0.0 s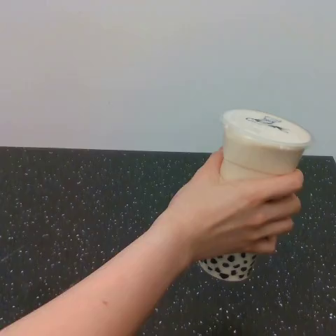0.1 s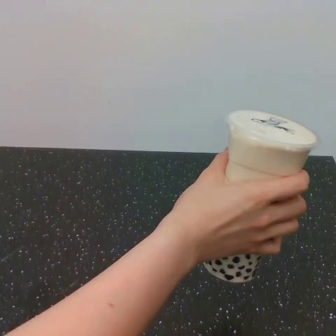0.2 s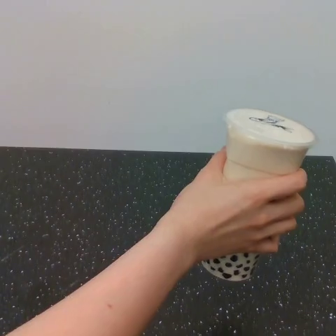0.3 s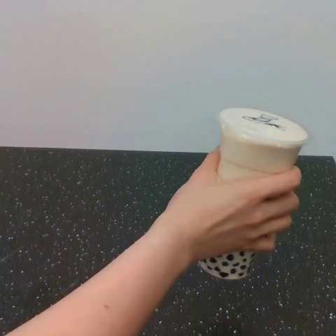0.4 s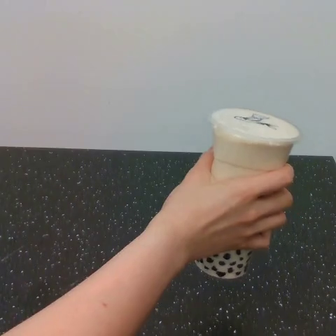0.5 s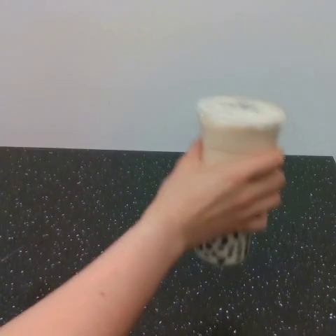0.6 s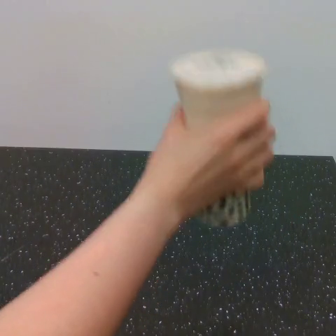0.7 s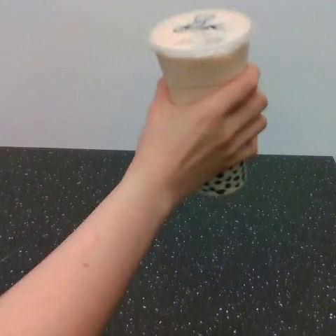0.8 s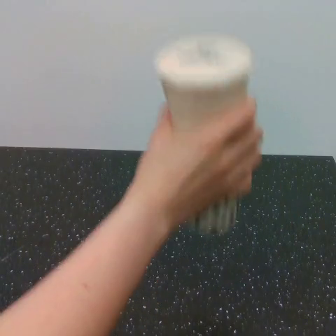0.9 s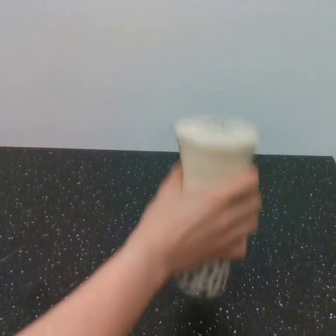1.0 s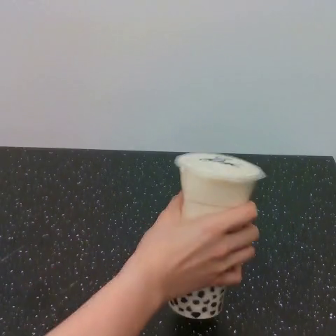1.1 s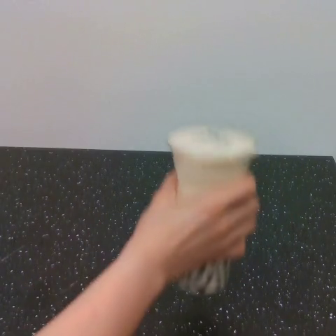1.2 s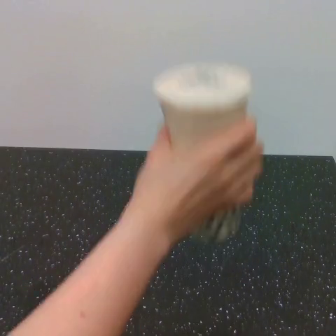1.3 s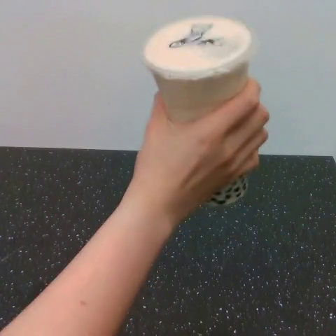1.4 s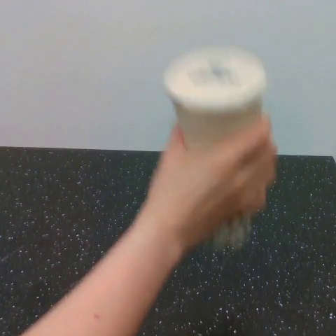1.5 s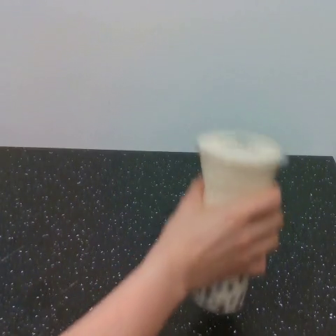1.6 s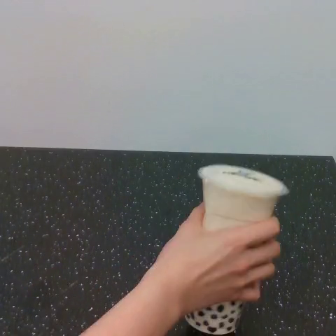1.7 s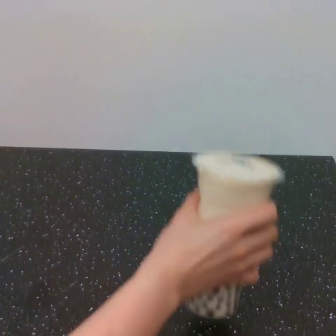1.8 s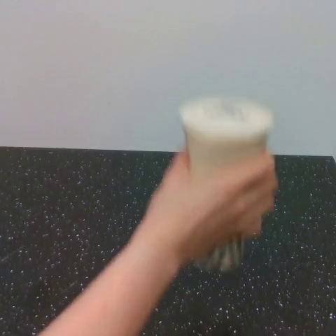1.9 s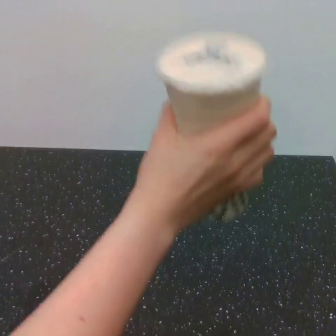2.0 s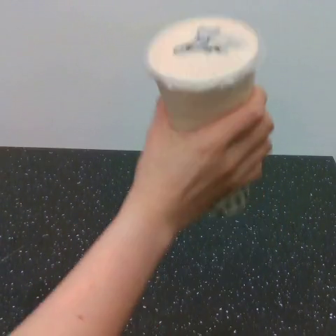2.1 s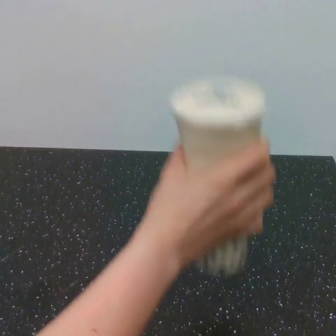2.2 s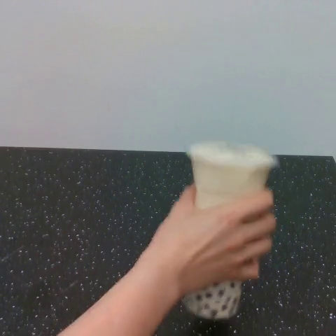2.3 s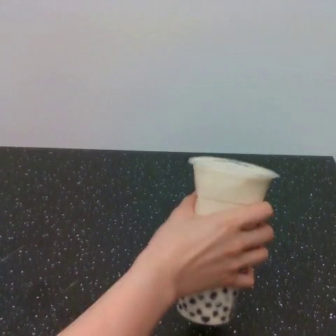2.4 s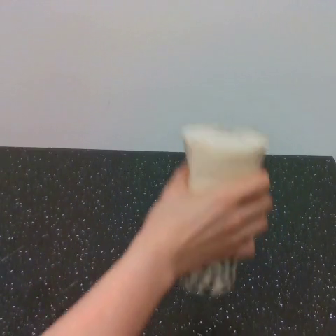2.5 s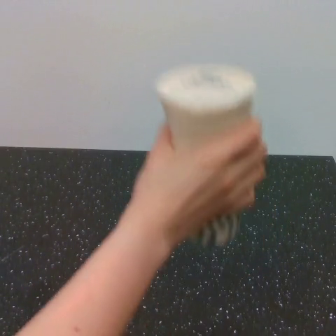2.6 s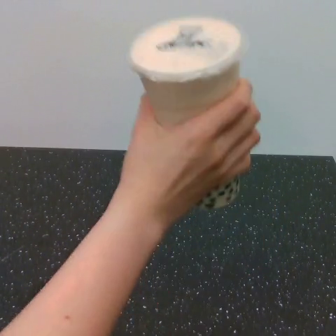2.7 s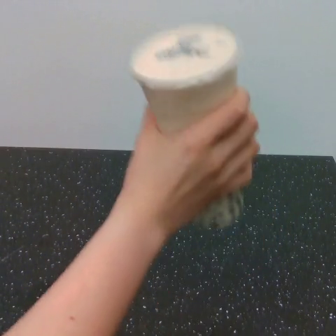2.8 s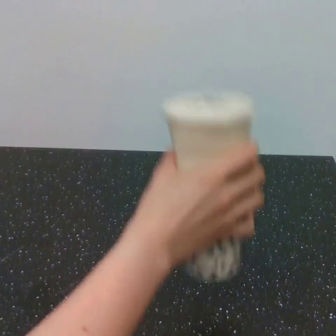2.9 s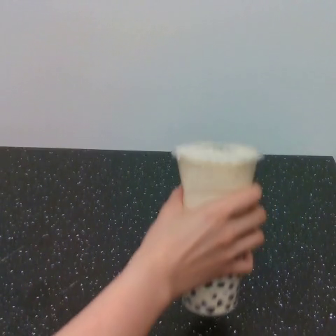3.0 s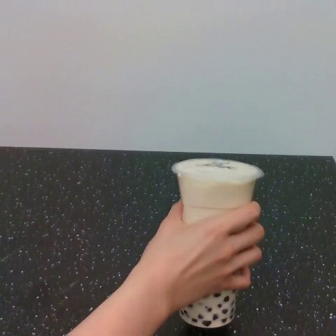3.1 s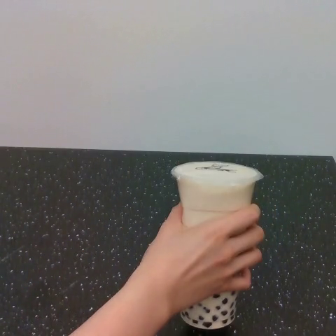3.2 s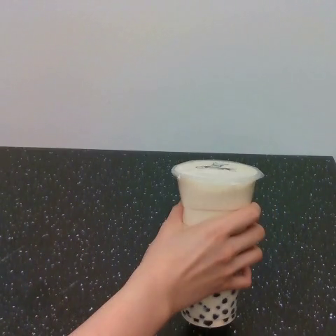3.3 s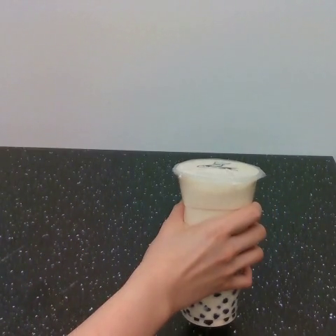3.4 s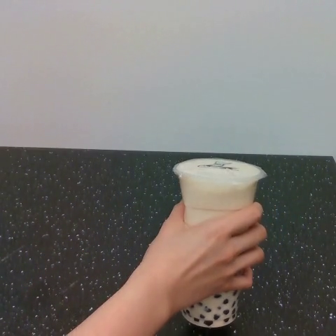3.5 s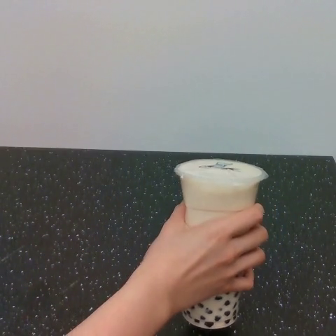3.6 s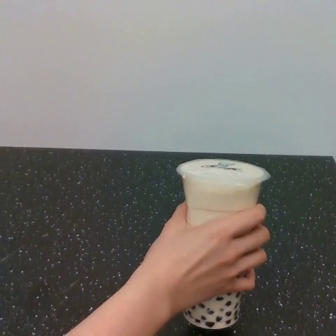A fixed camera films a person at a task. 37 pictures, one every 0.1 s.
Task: shake the boba.
Motion: move up and down, repeating this sequence 4 times.
0.0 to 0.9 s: The hand goes upward and to the left, then downward.
0.9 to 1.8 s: The hand goes upward, then downward.
1.8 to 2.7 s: The hand goes upward and to the left.
2.7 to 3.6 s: The hand goes downward.
